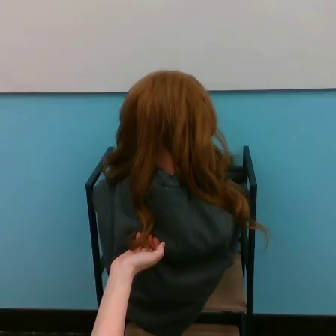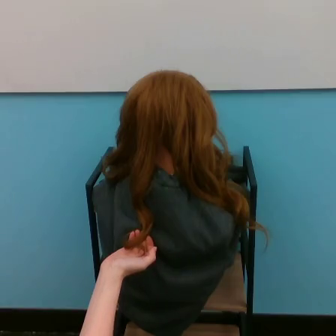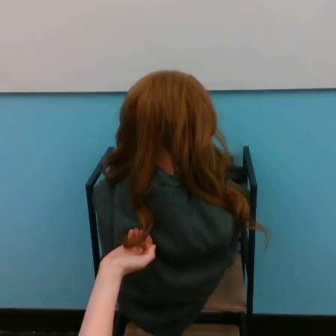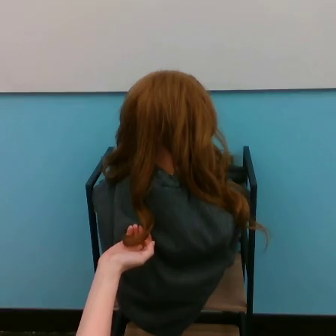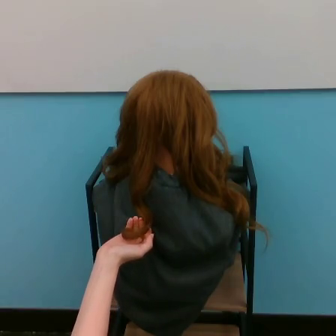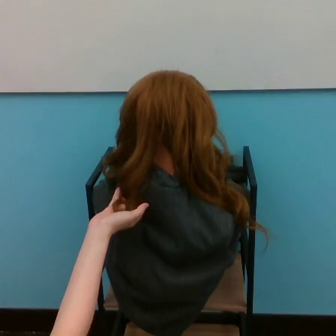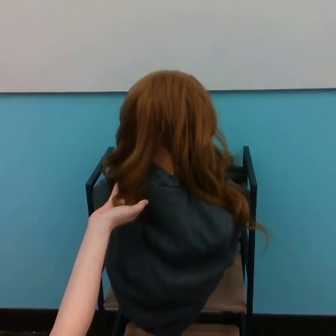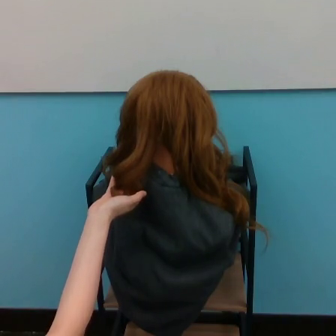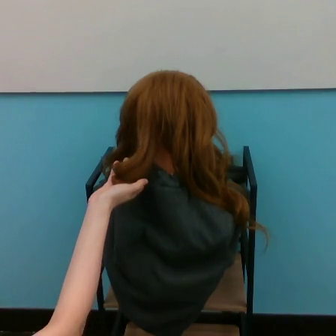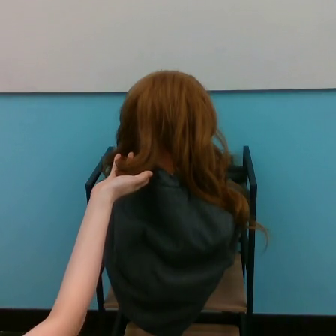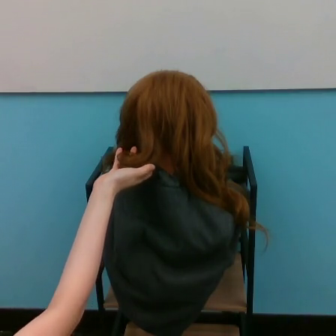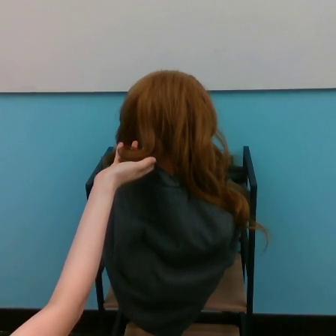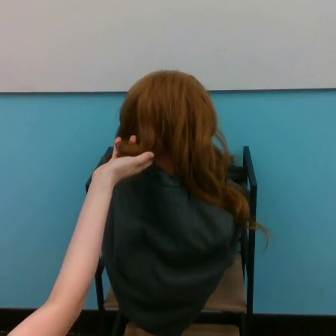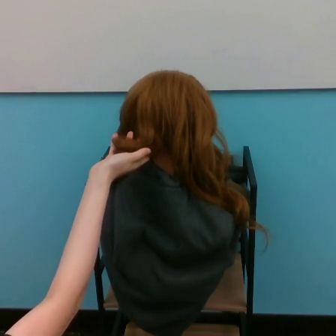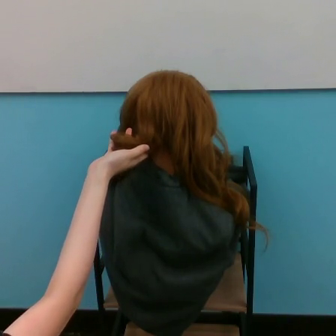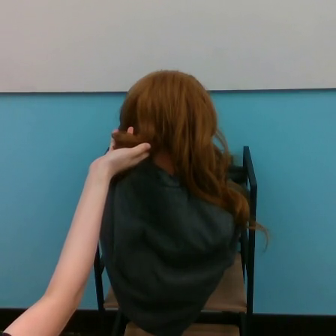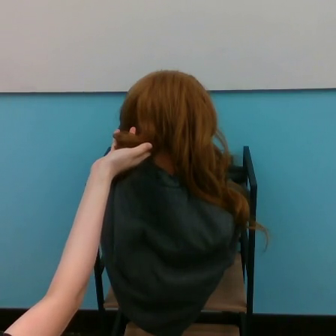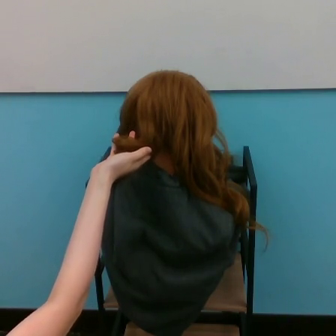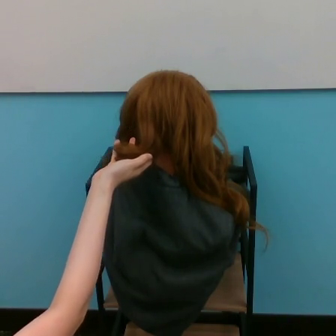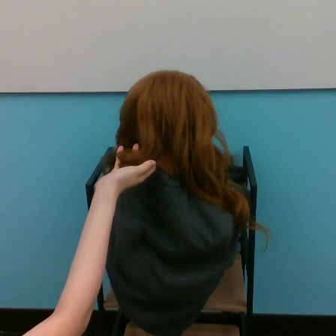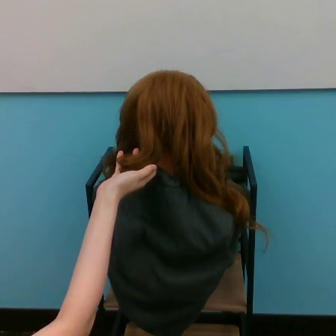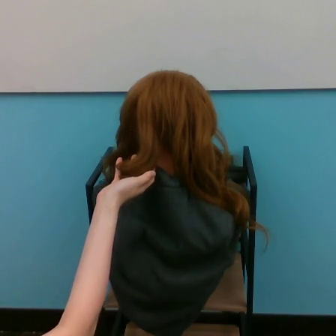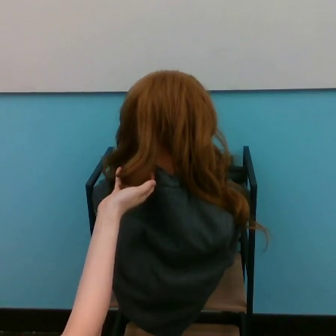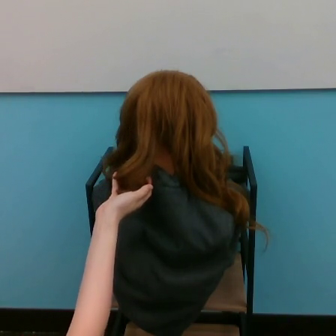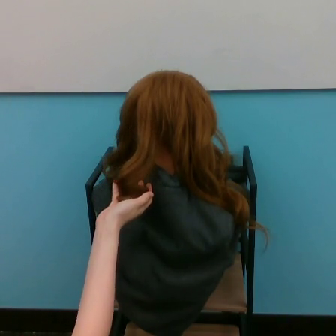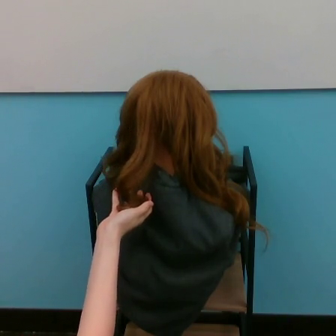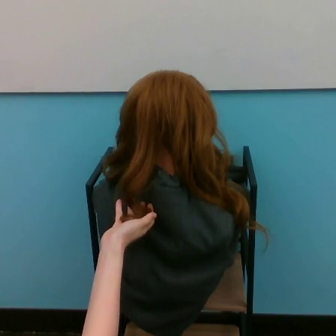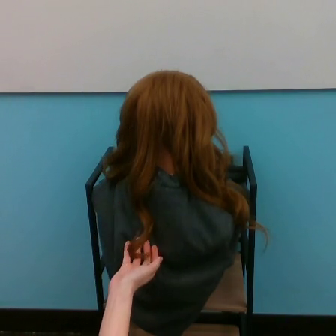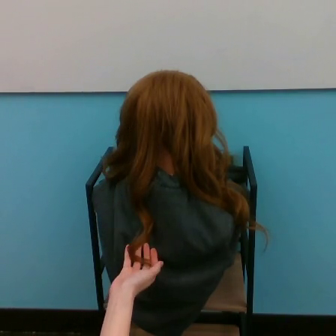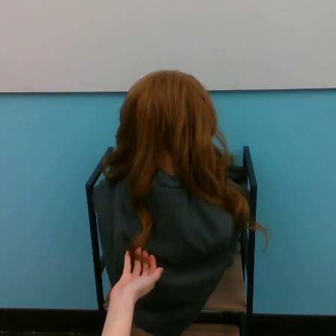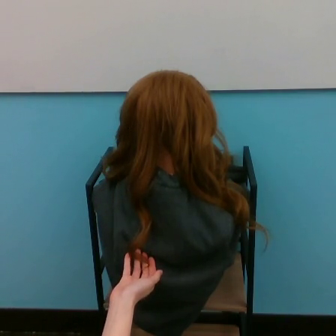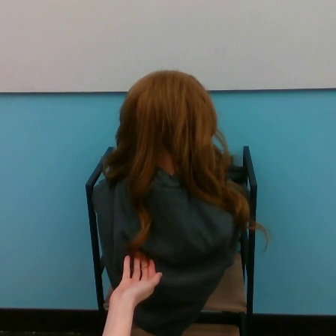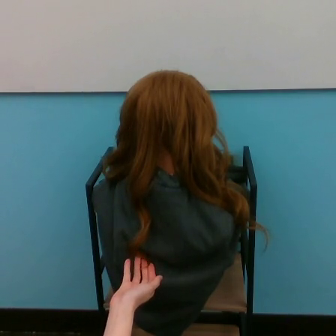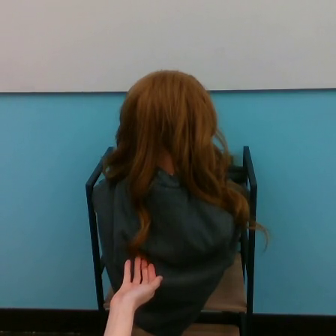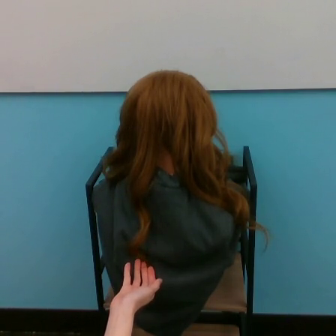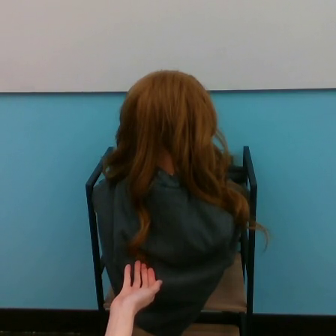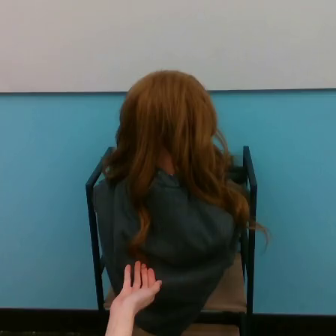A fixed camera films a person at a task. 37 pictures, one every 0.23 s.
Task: curl hair.
Motion: move up and down.
0.00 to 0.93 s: The hand moves only a little.
0.93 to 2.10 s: The hand goes upward.
2.10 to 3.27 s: The hand goes upward, on a counterclockwise arc.
3.27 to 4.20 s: The hand moves only a little.
4.20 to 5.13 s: The hand goes downward.
5.13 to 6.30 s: The hand goes downward.
6.30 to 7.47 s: The hand goes downward.
7.47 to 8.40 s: The hand moves only a little.
